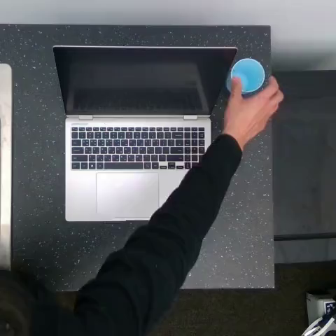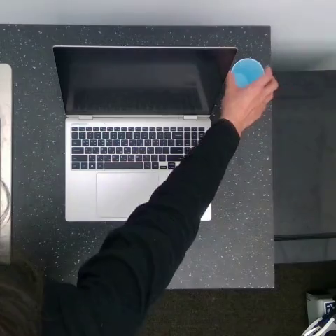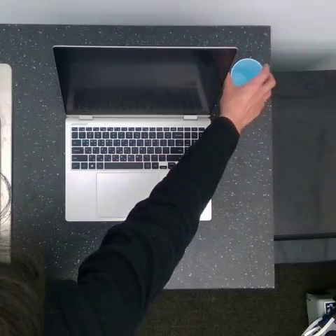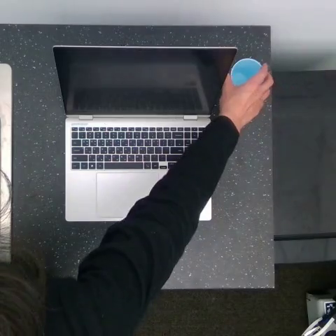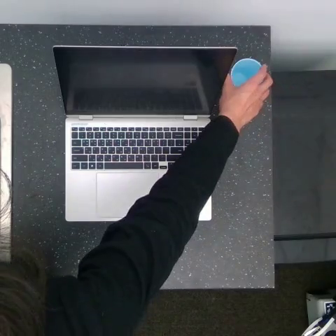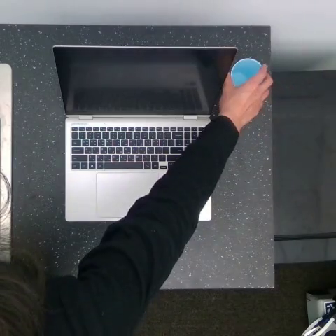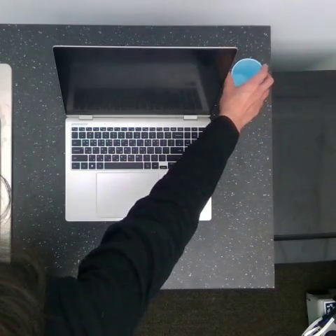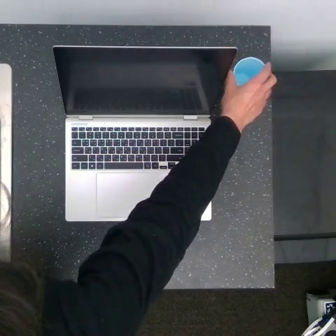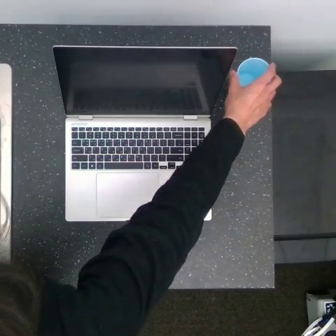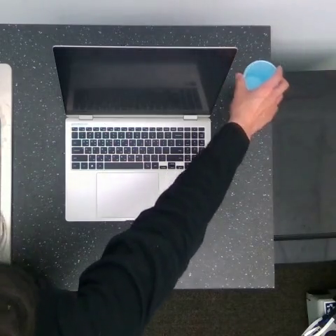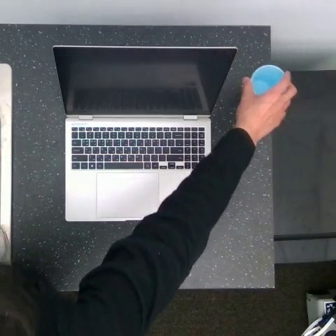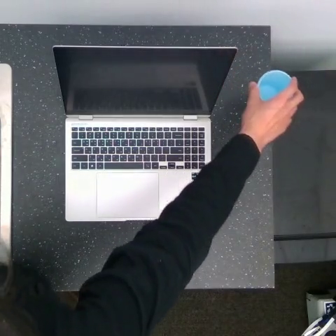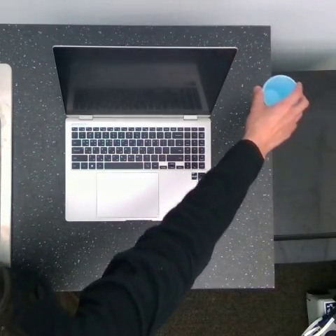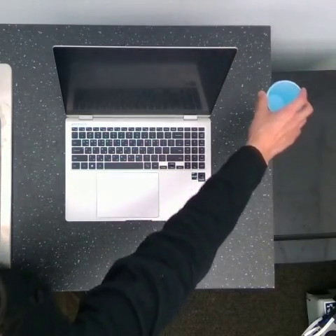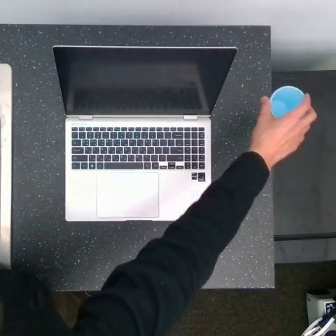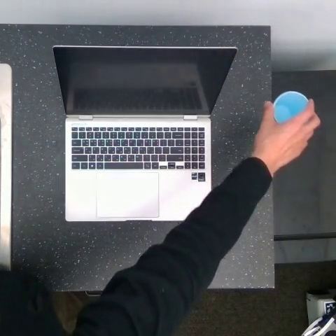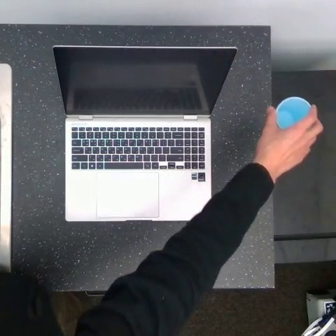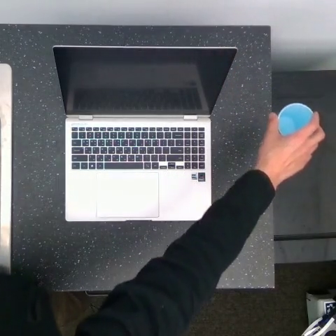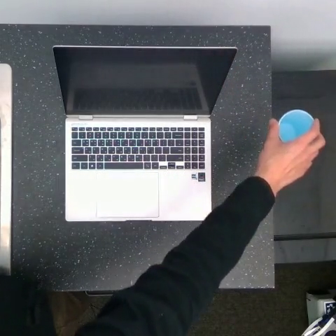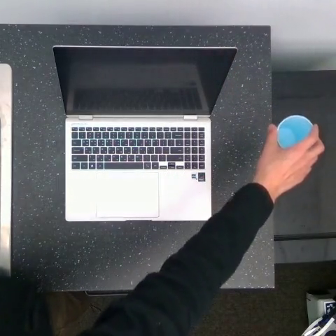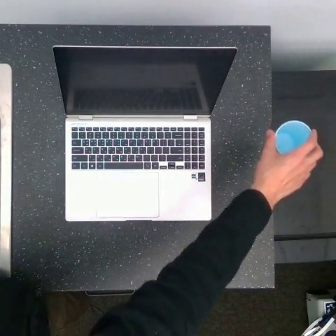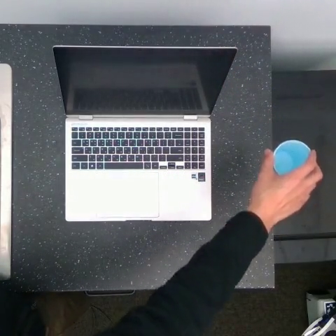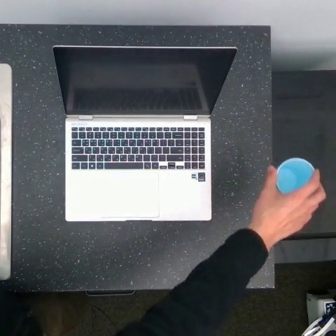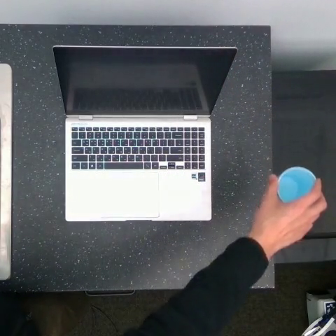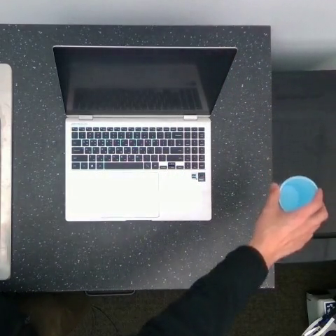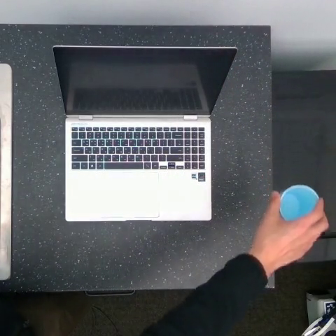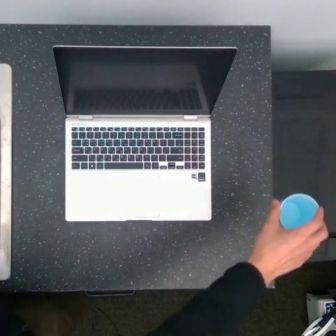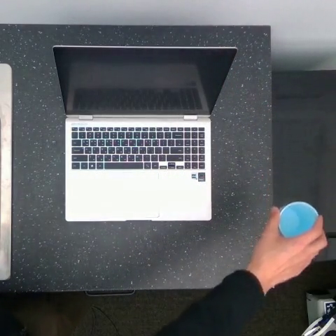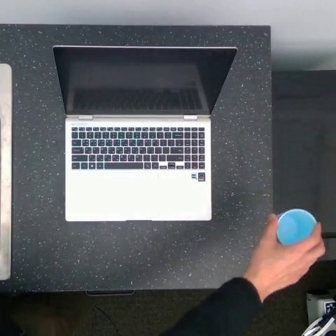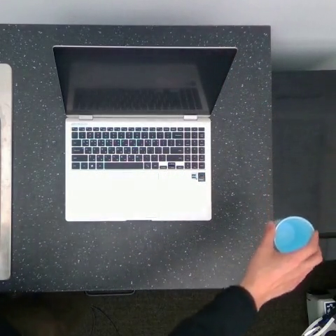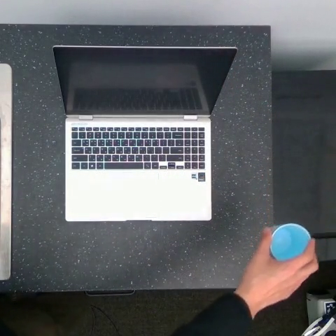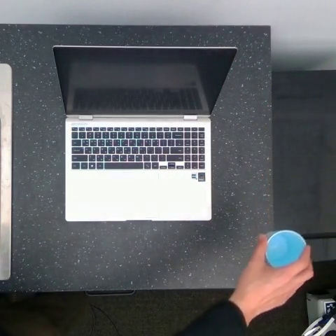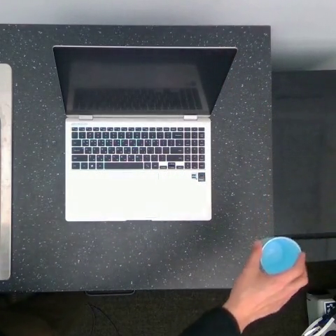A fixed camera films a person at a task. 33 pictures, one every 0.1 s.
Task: pick up the cup and place it to the lower left of the laptop.
0.0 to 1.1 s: The hand goes to the right, on a clockwise arc.
1.1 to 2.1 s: The hand goes downward.
2.1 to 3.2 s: The hand goes downward.
